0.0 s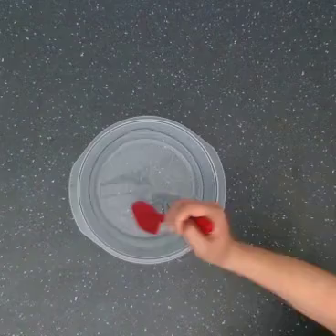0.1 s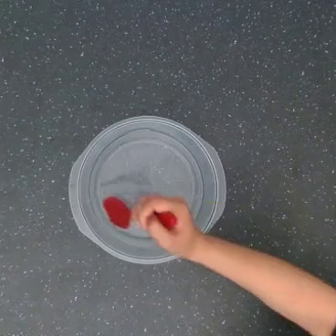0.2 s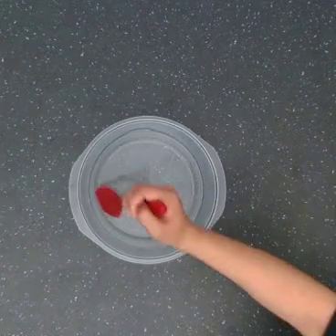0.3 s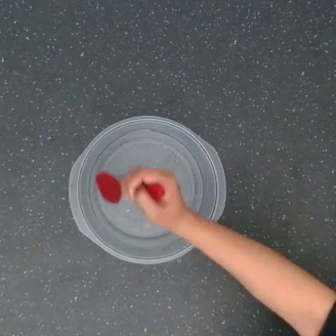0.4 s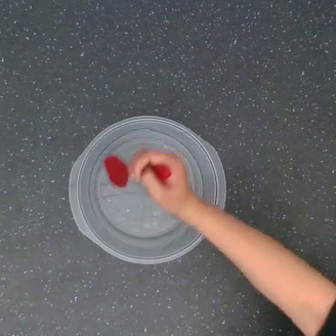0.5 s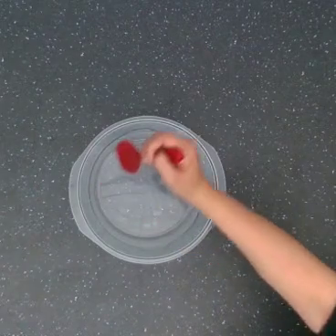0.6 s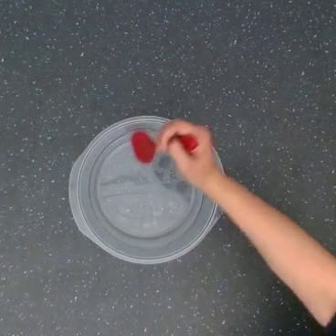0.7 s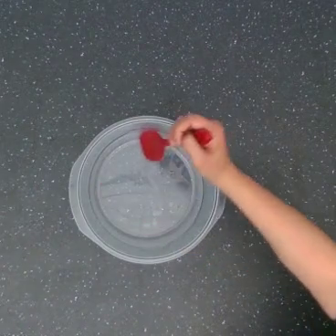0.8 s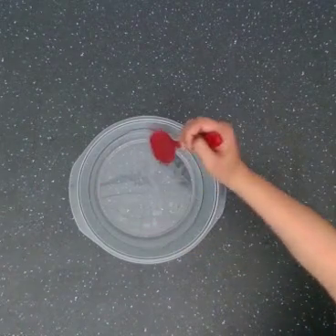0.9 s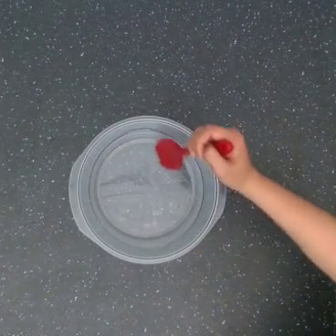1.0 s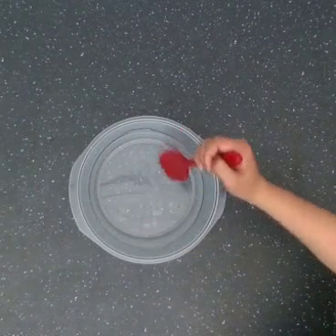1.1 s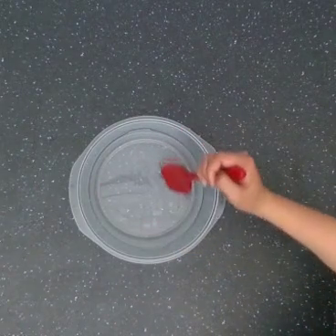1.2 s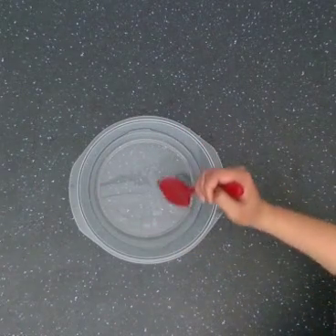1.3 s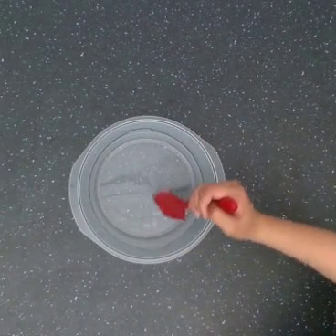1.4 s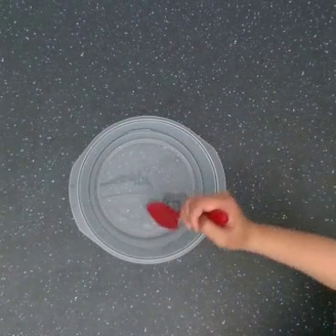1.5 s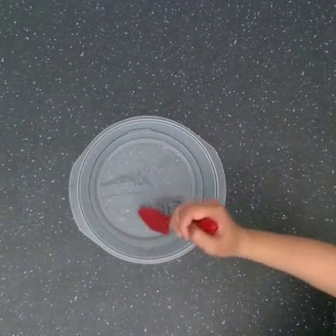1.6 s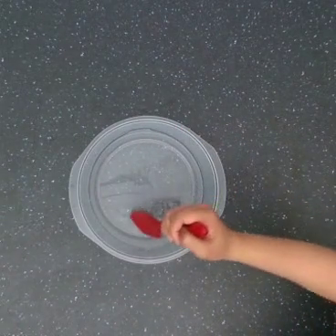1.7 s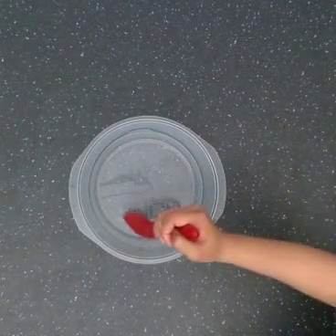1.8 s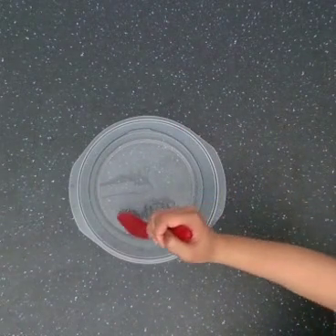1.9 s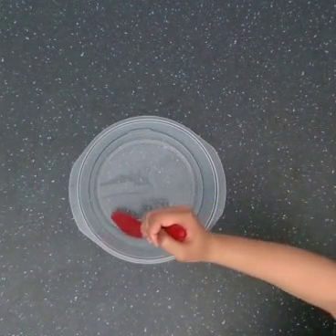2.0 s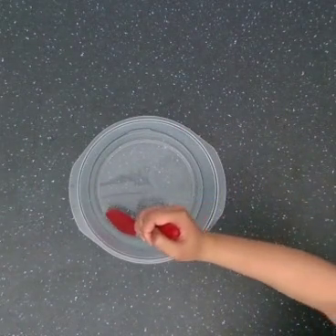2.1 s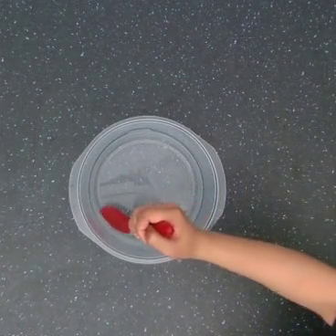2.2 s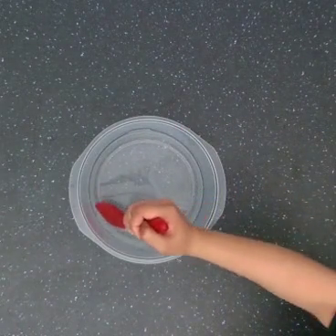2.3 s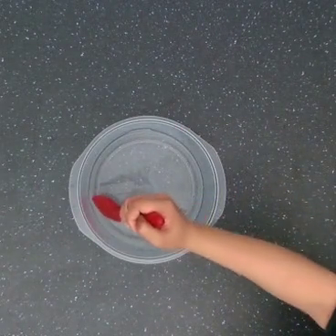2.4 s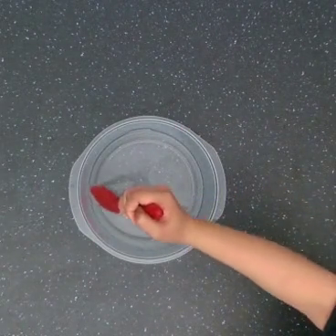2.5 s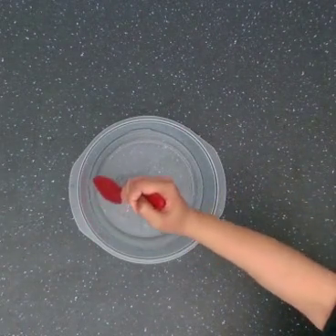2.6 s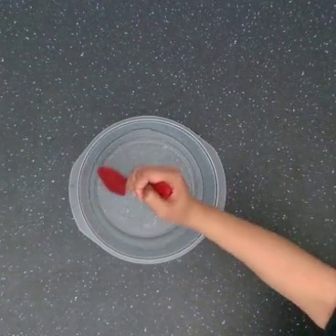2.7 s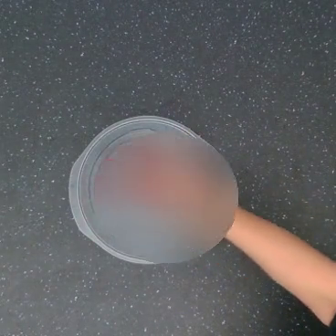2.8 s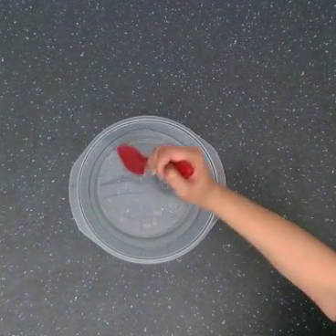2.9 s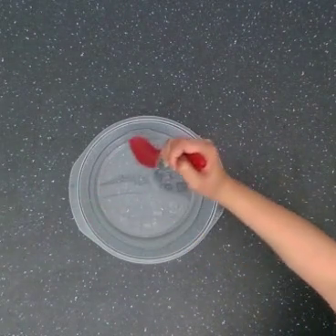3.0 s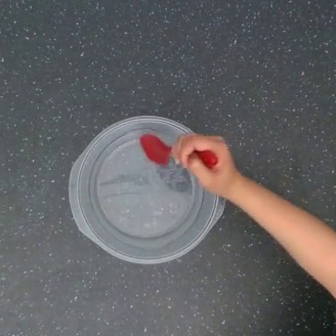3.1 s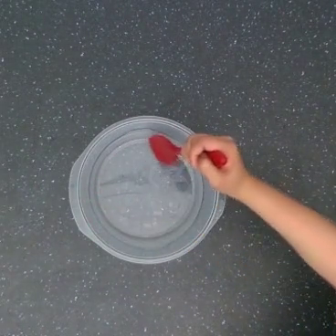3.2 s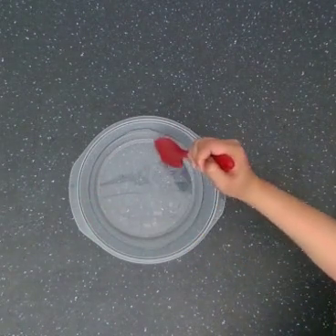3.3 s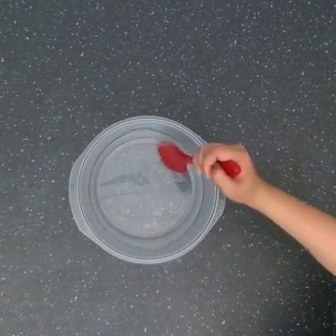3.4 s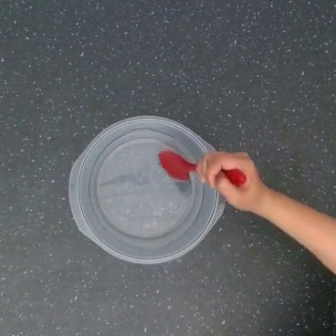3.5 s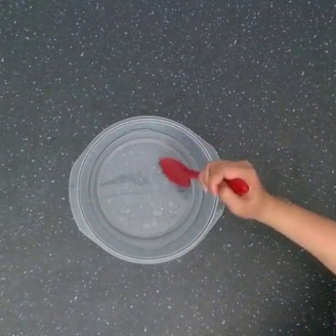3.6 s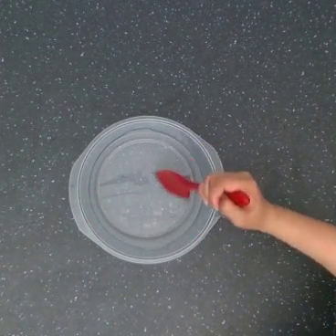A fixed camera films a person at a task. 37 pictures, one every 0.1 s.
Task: stir.
Motion: make 2 circular motions clockwise.
0.0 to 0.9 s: The hand goes upward, on a clockwise arc.
0.9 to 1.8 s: The hand goes downward and to the left, on a clockwise arc.
1.8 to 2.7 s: The hand goes upward, on a clockwise arc.
2.7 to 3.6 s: The hand goes to the right, on a clockwise arc.
In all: It circles clockwise, turning through about 630 degrees.
